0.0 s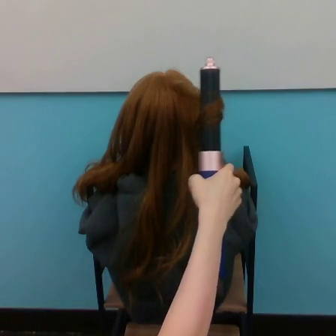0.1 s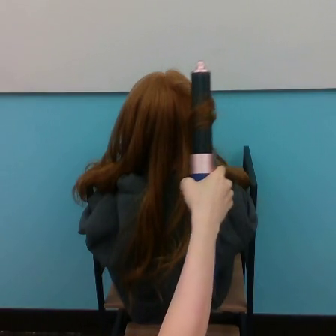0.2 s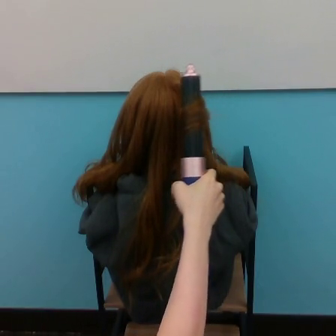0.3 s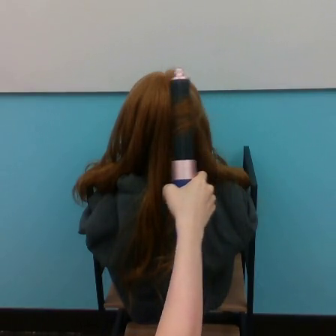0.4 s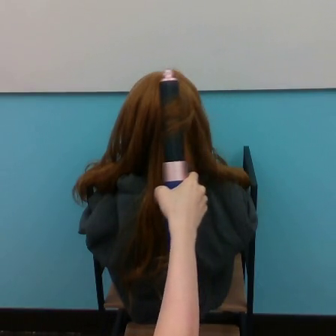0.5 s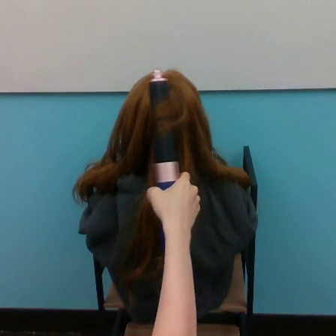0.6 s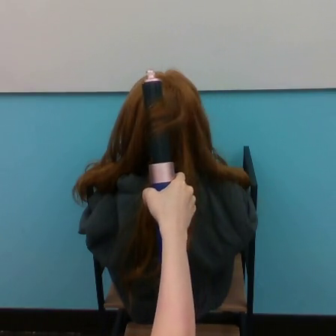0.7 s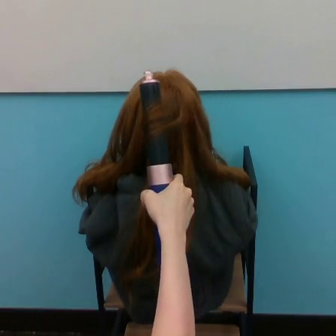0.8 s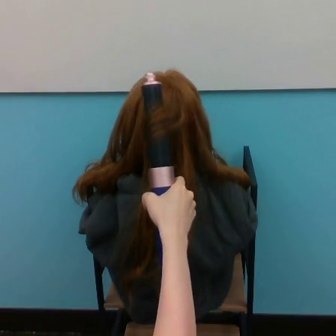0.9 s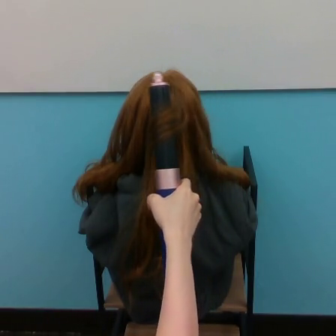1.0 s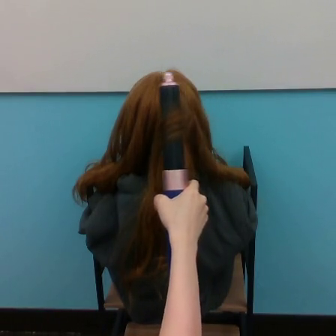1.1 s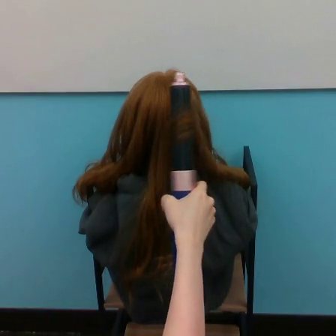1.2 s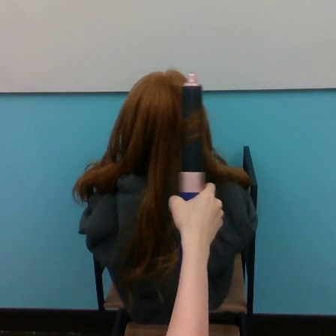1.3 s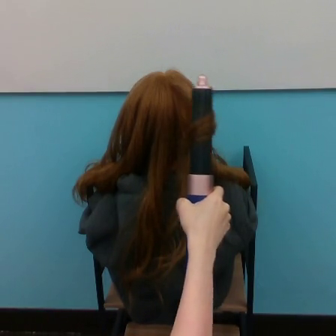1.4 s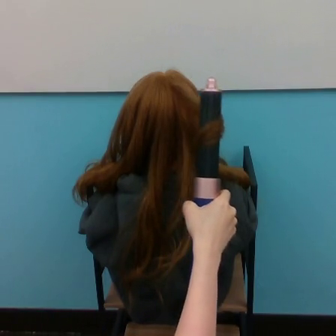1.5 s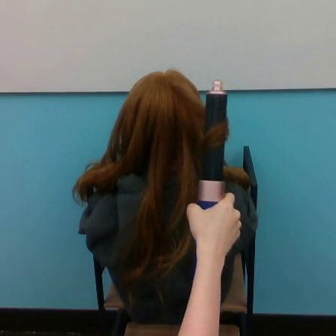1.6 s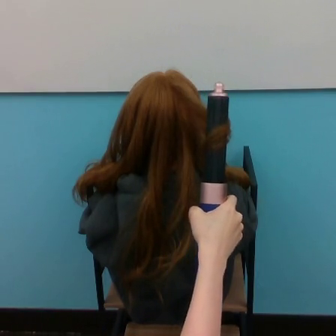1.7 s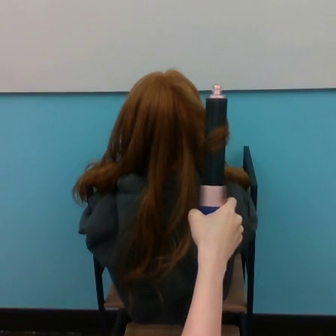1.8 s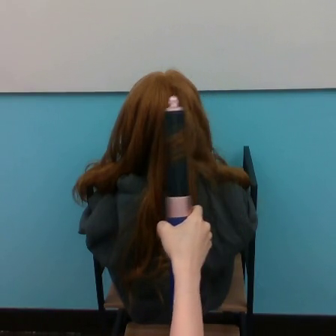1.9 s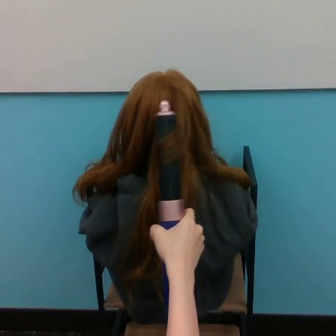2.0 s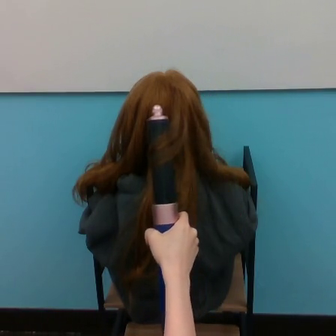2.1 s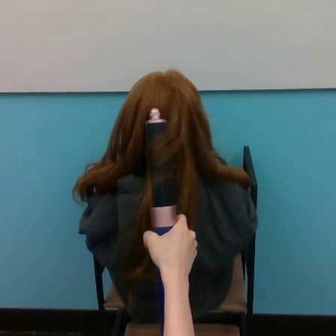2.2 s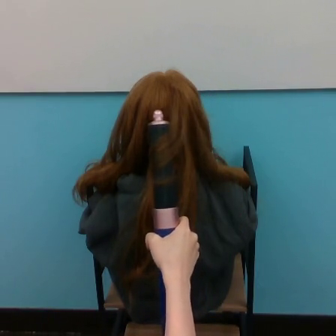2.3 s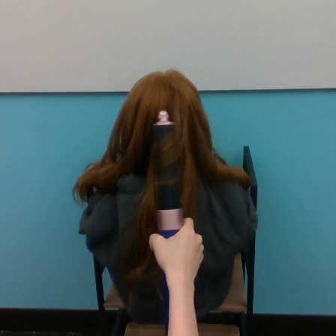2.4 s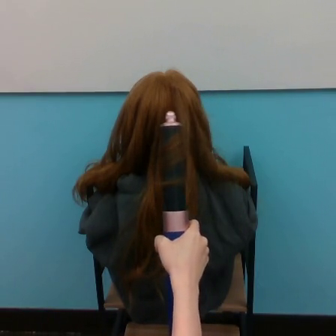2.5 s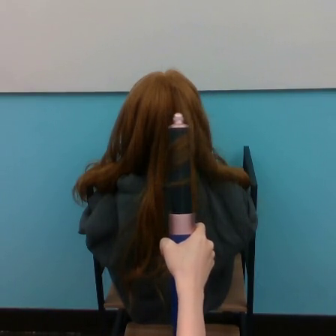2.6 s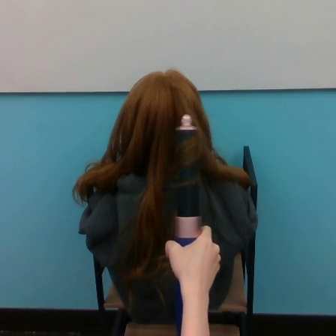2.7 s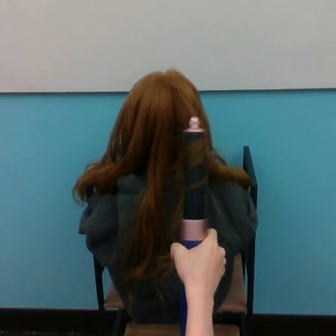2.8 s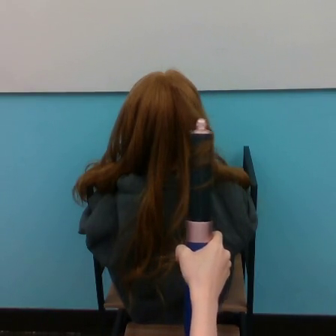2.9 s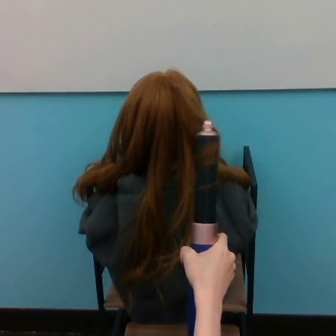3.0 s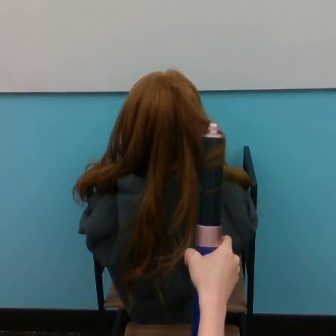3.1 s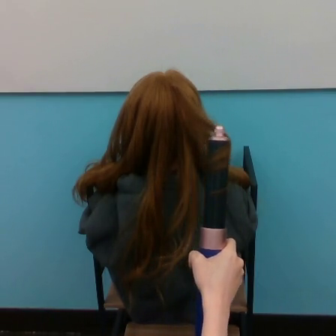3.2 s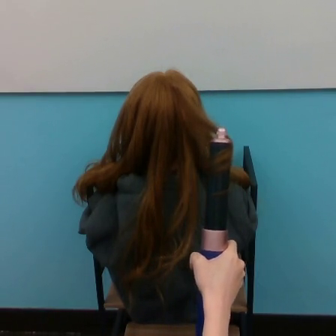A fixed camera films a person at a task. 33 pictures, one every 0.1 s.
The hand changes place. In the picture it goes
downward.
0.0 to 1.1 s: The hand goes to the left, then to the right.
1.1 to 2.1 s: The hand goes downward and to the left.
2.1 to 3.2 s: The hand goes to the right and downward.
Task: curl hair.
